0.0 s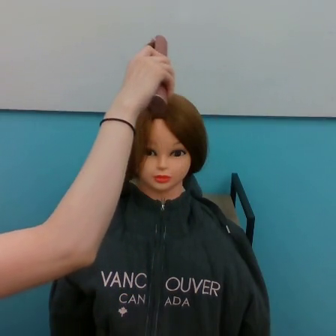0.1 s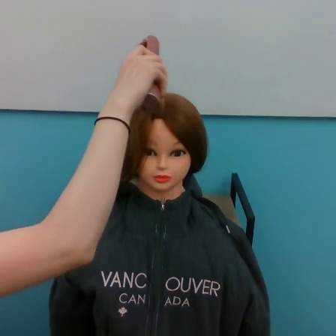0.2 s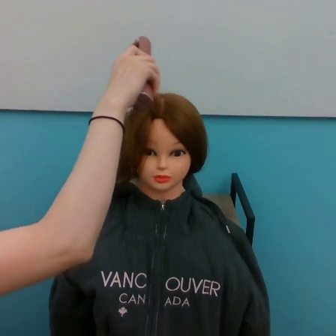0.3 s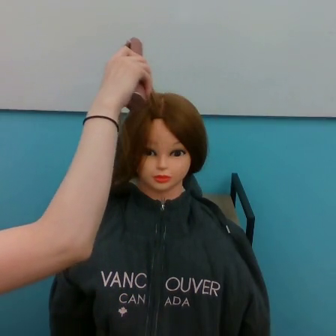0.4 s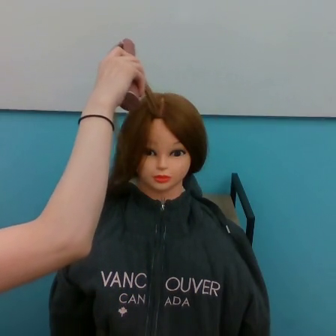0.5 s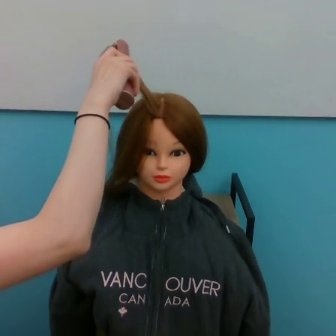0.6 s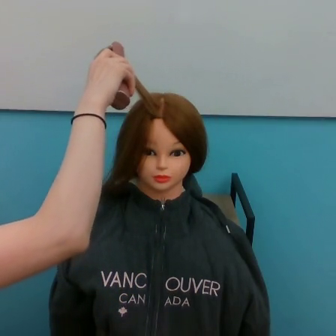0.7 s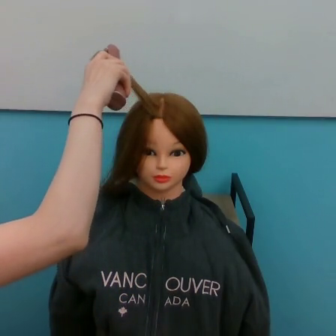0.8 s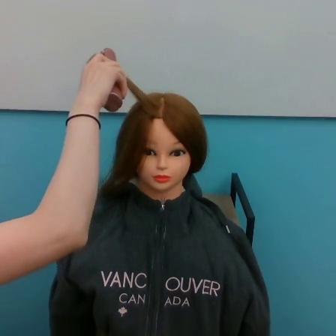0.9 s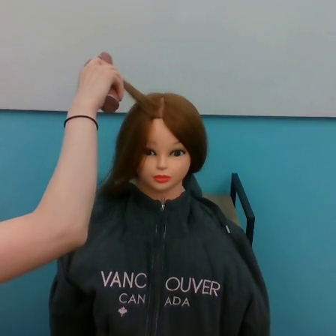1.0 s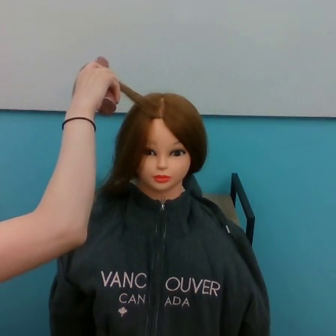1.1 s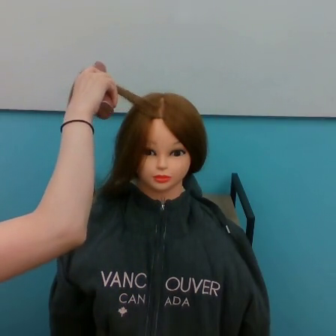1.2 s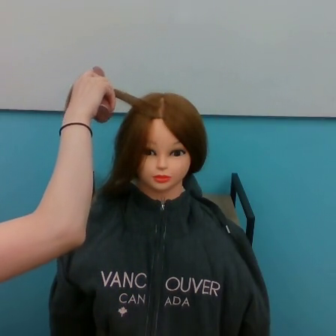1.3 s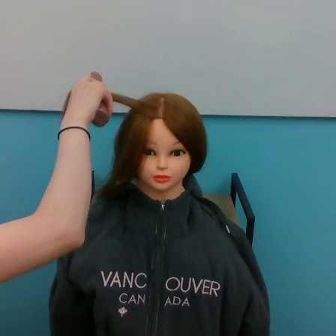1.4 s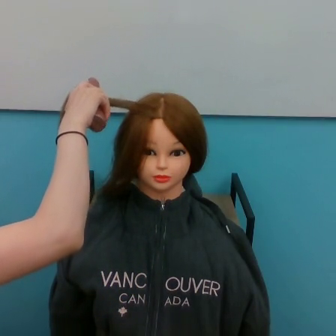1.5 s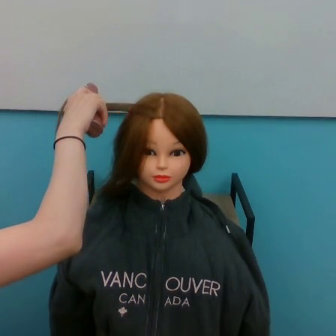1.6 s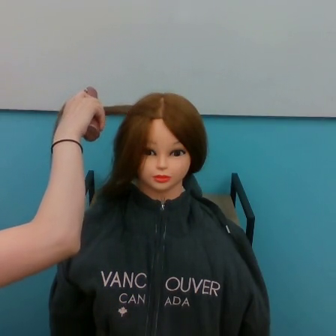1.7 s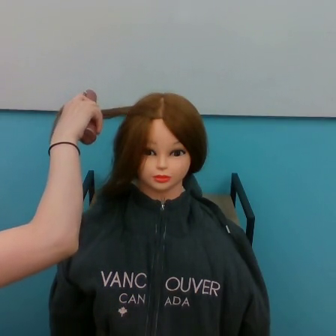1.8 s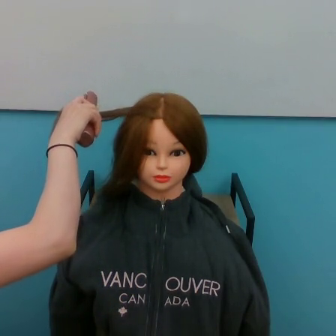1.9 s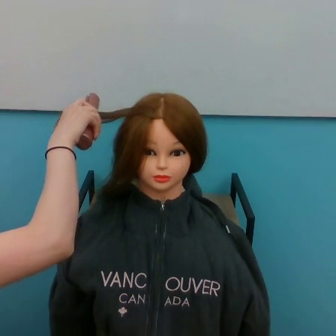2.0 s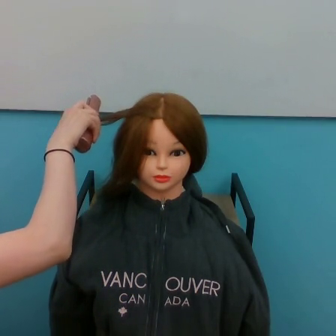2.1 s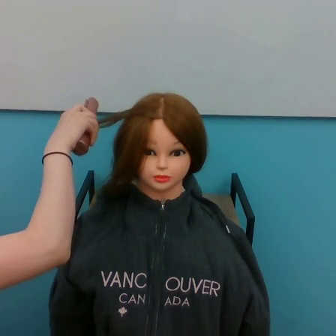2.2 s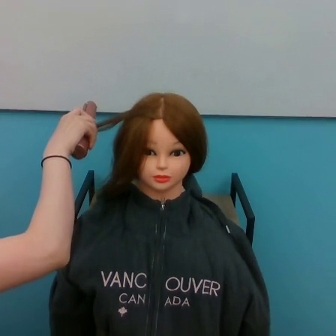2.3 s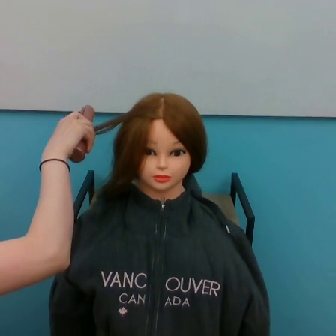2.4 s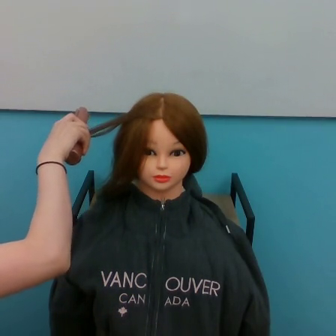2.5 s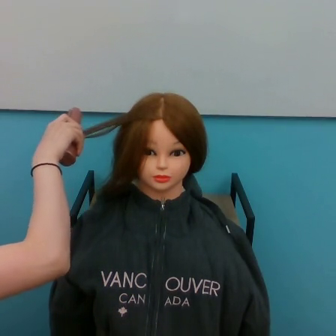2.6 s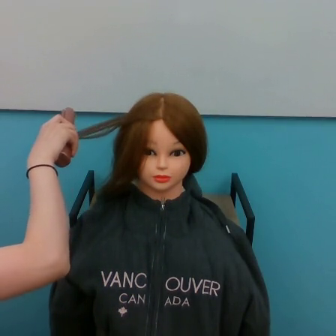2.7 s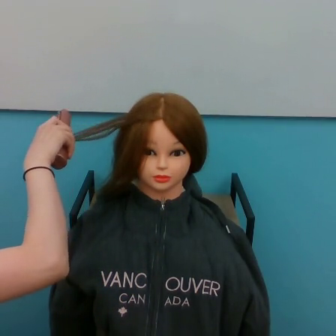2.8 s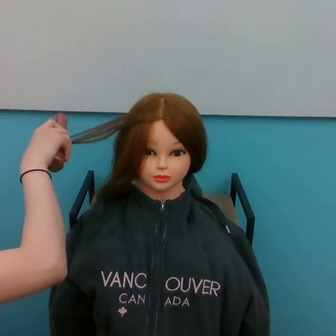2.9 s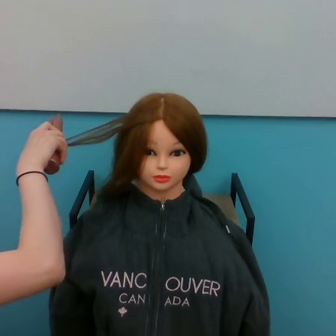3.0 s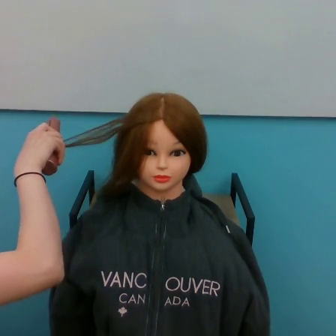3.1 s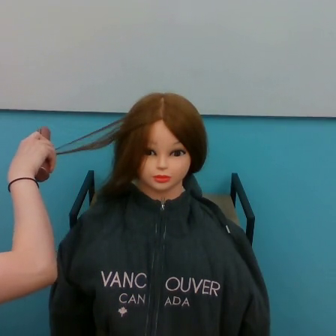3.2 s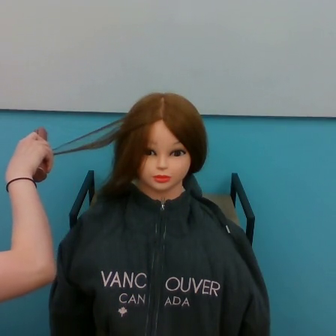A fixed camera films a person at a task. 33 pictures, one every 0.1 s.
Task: straighten hair.
0.0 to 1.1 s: The hand goes to the left.
1.1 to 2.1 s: The hand goes downward and to the left.
2.1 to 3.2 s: The hand goes to the left and downward.
